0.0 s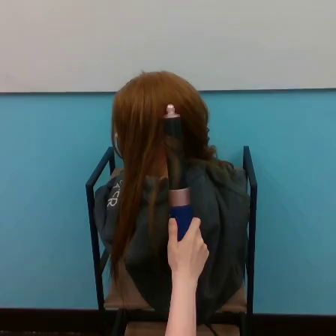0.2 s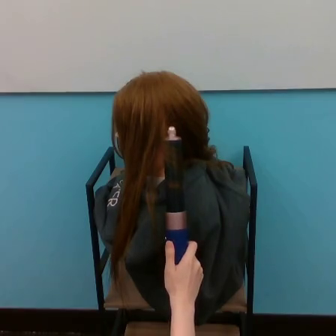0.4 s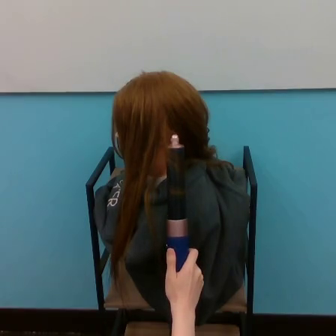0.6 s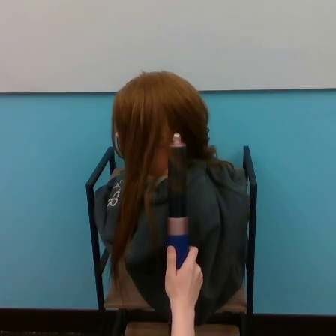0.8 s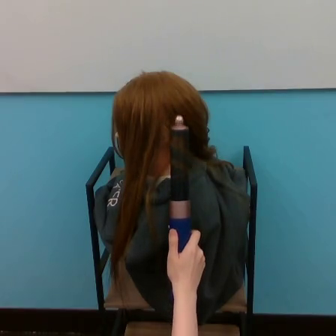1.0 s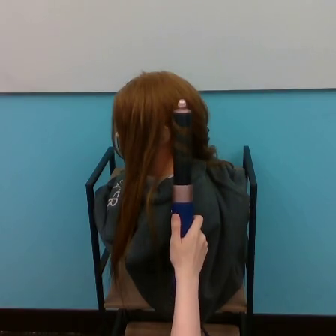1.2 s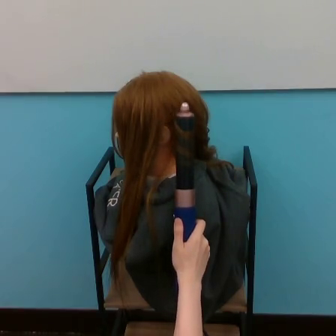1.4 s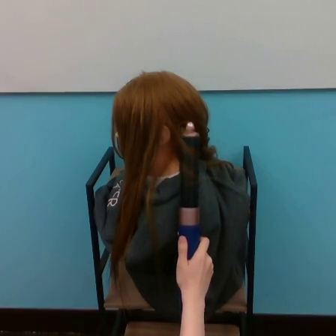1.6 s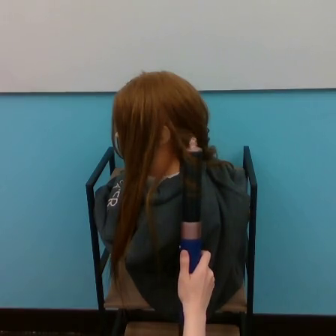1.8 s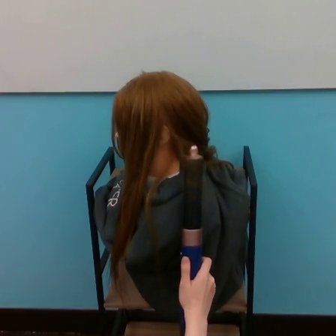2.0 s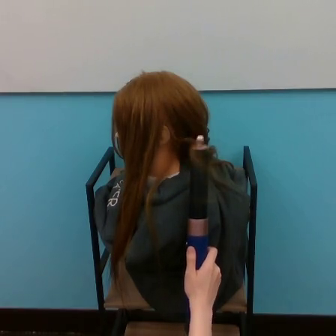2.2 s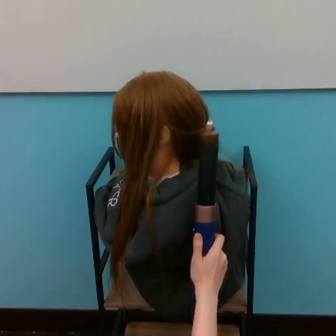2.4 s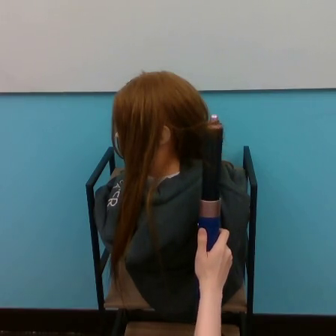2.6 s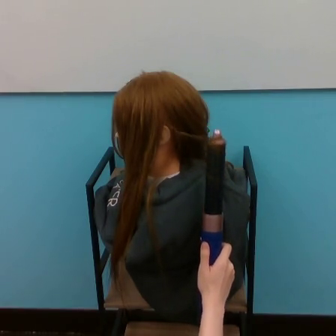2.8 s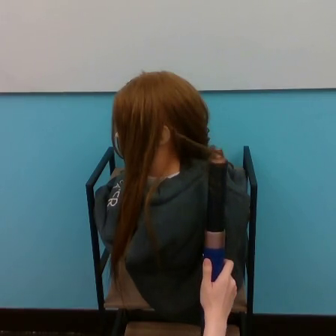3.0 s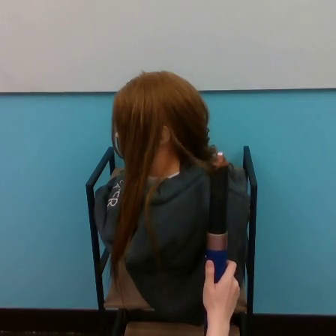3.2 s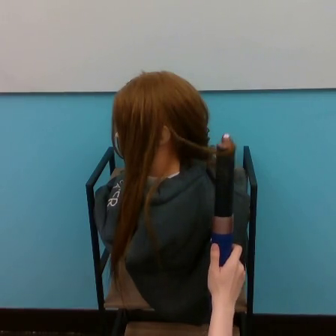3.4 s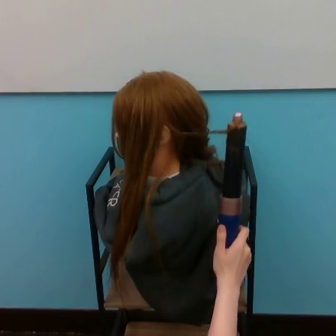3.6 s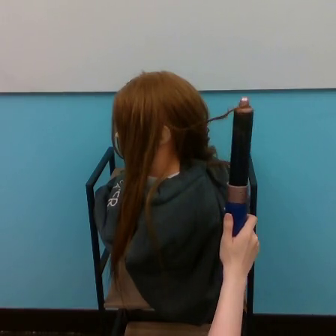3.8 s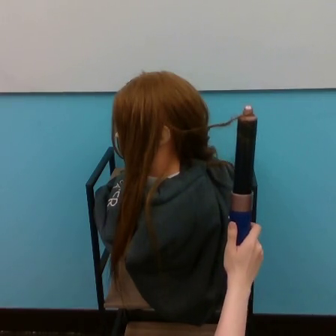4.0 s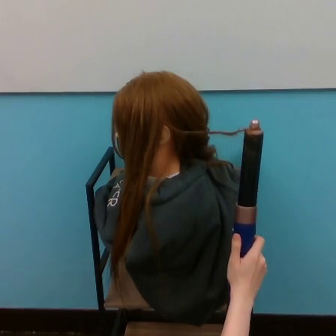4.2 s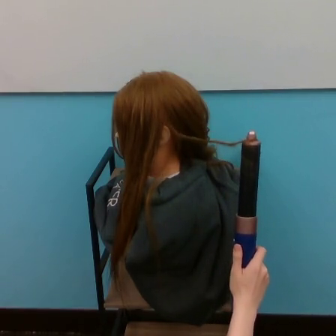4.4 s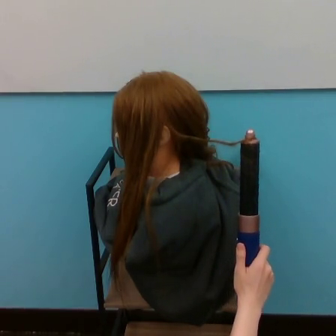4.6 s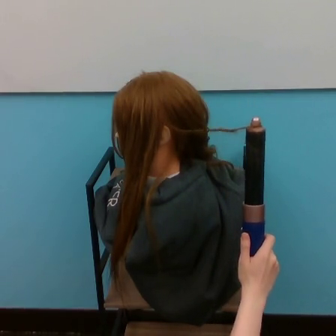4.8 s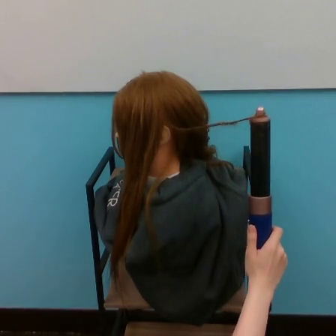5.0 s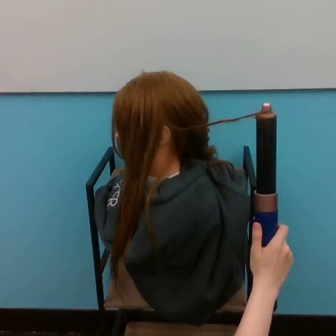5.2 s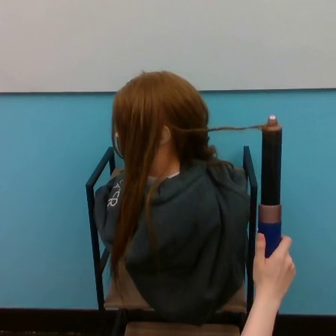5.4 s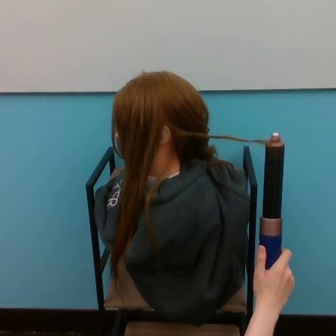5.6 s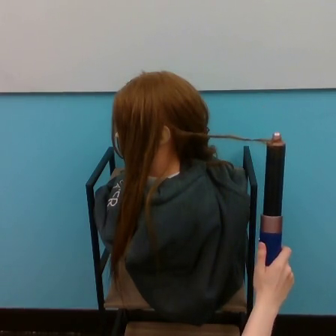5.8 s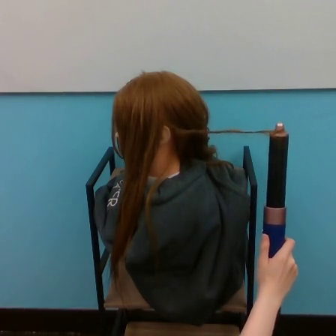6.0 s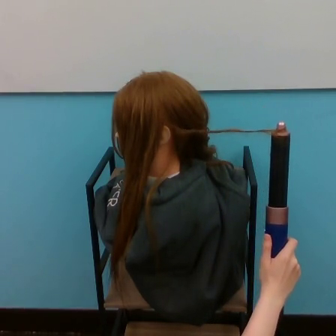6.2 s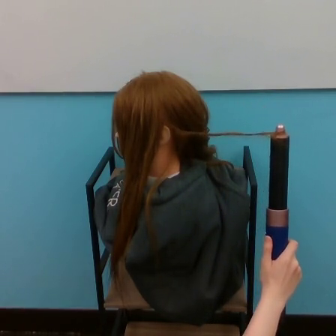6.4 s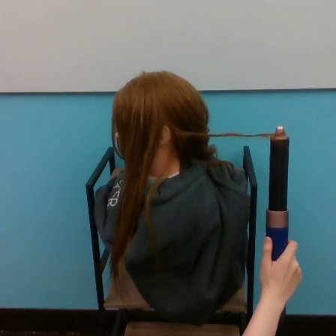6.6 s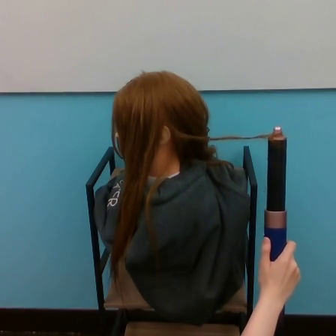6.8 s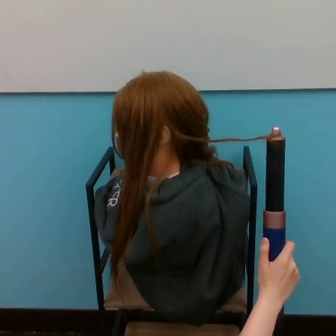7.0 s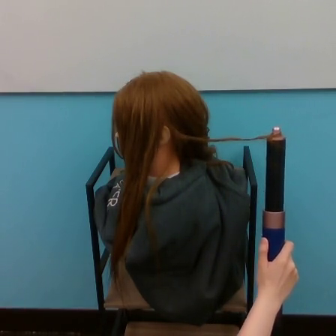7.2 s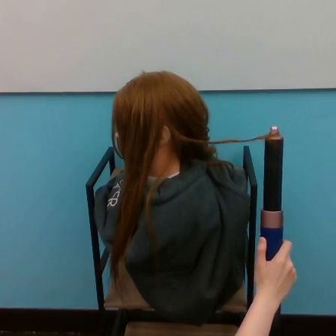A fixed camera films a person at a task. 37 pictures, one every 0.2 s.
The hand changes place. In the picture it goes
to the right.
0.0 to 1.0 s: The hand goes downward, then upward.
1.0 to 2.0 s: The hand goes downward.
2.0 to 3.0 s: The hand goes to the right and downward.
3.0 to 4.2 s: The hand goes upward and to the right, then downward, on a clockwise arc.
4.2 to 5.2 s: The hand goes to the right and upward.
5.2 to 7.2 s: The hand moves only a little.
Task: curl hair.
Motion: move to the right, making vertical oscillations up and down.
